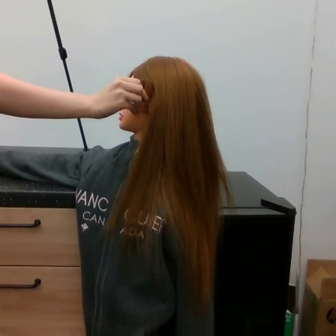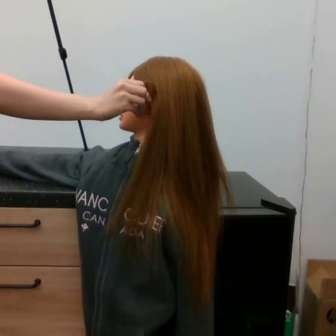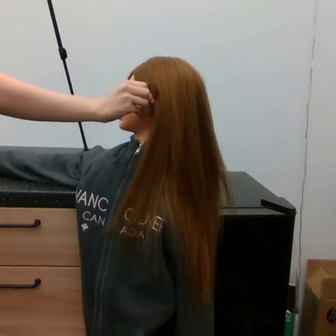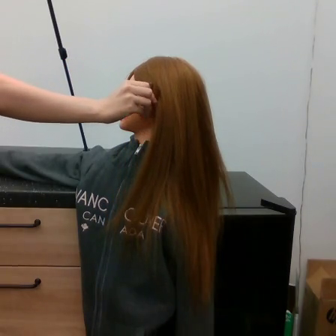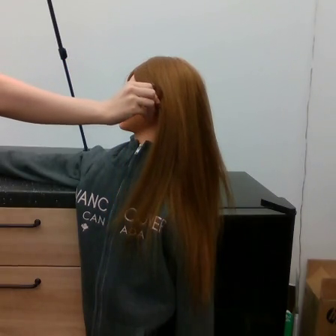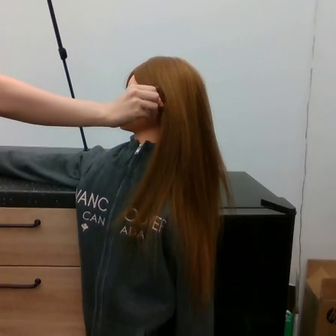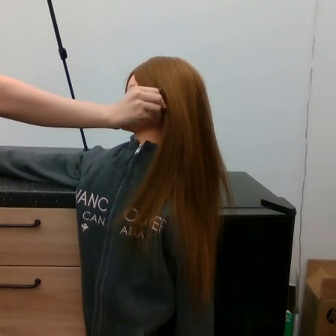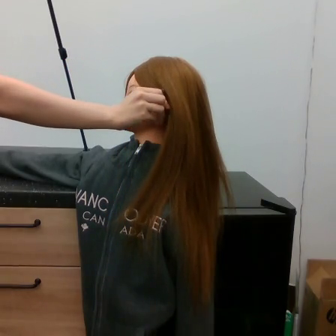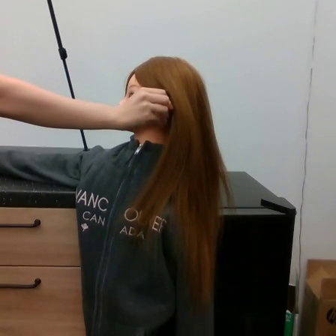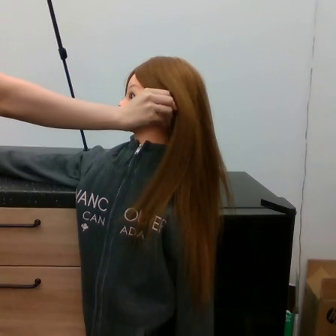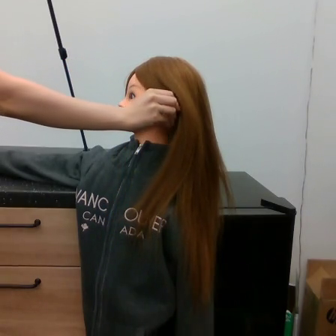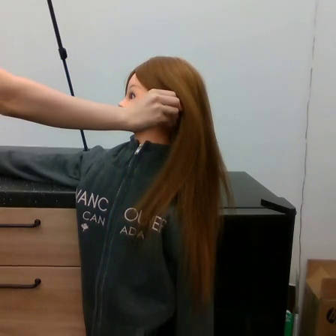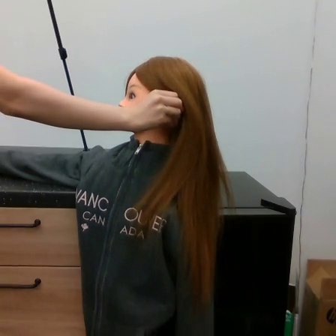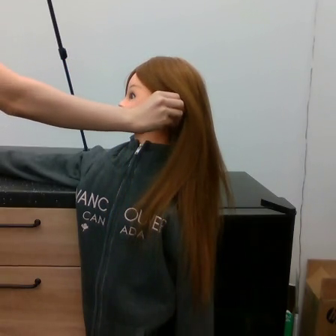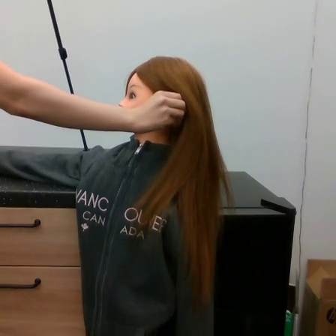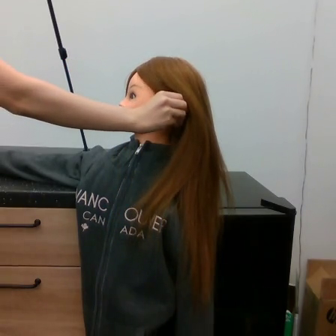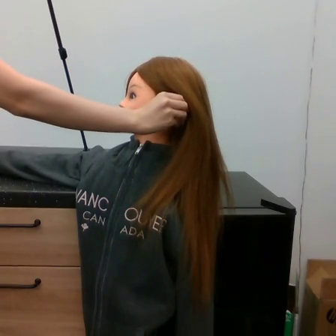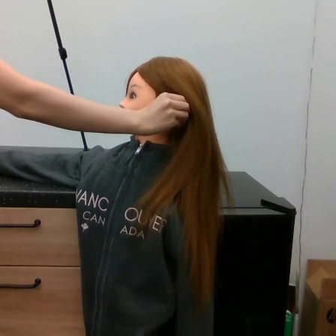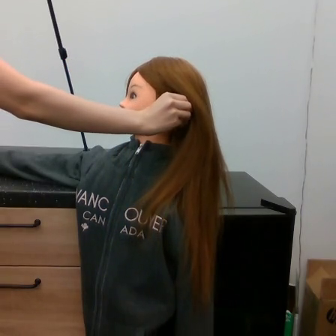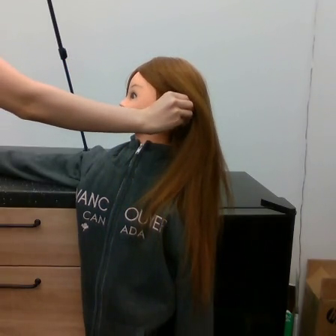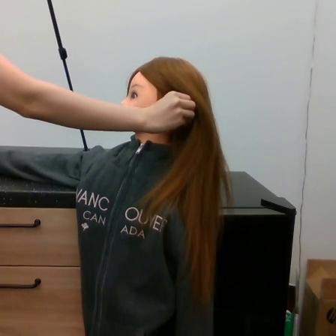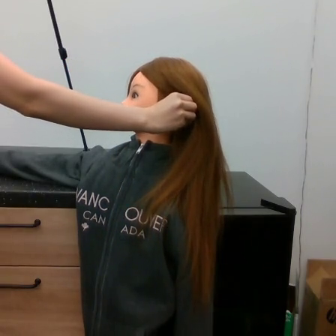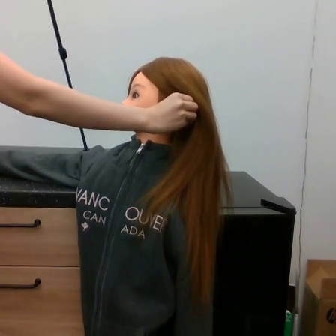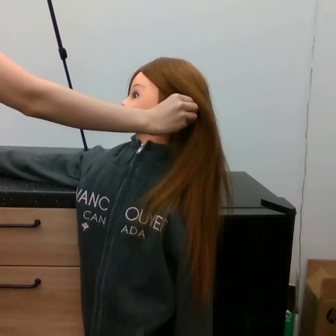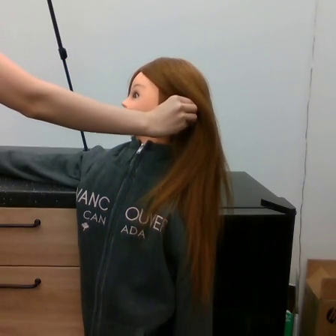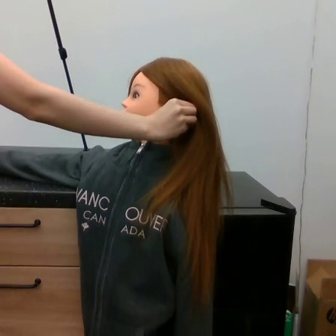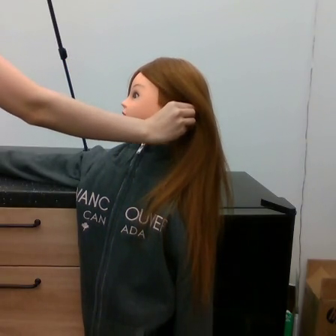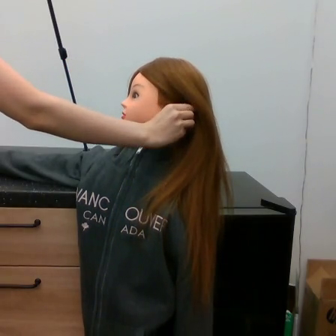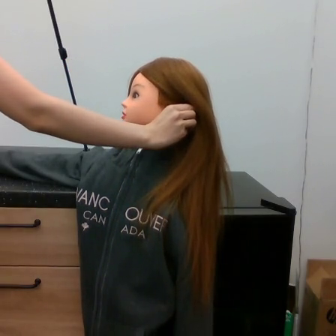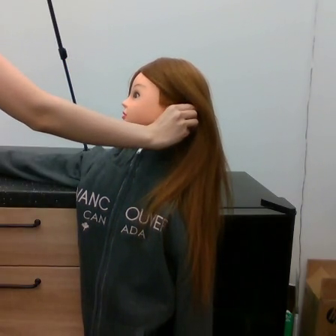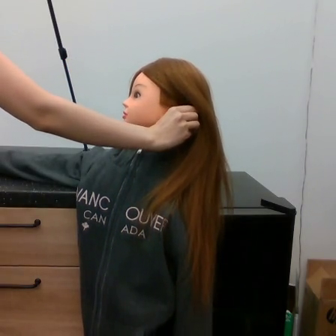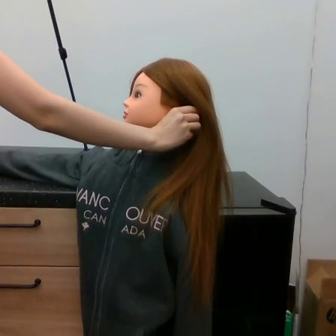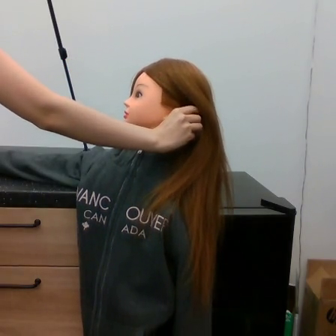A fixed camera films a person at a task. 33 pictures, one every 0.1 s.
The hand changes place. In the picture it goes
to the right.
0.0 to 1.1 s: The hand goes to the right.
1.1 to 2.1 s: The hand goes to the right.
2.1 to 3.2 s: The hand moves only a little.
Task: tidy side hair.
